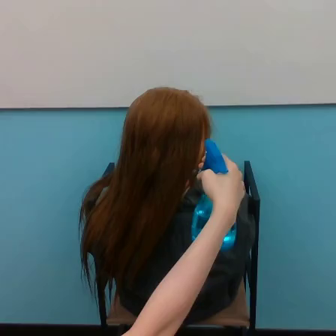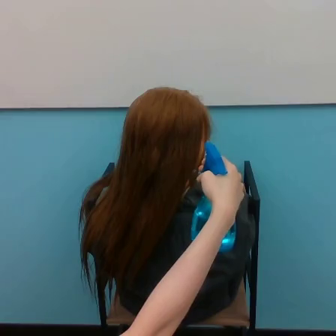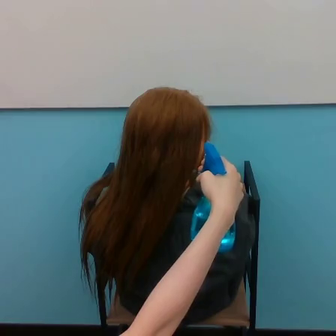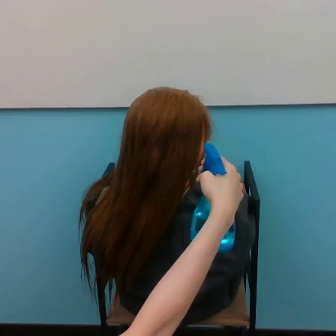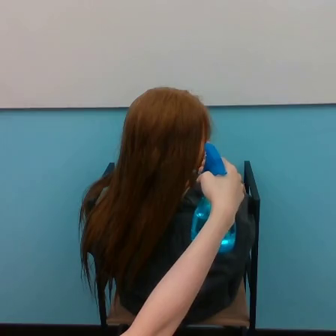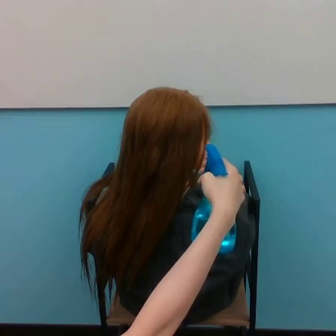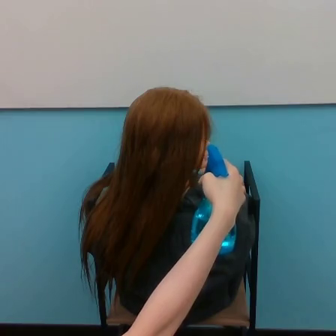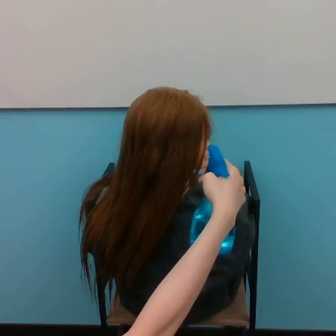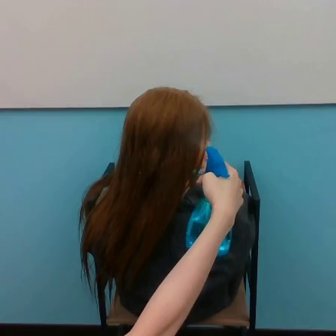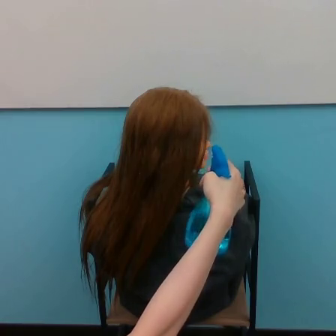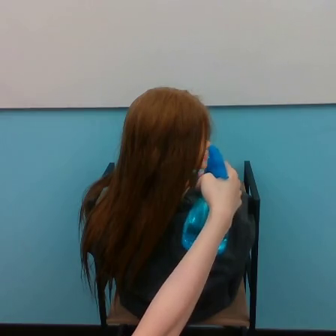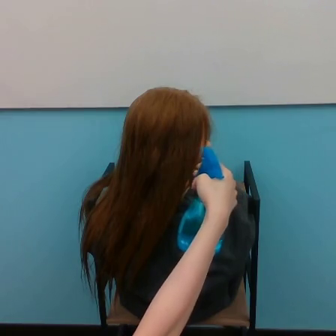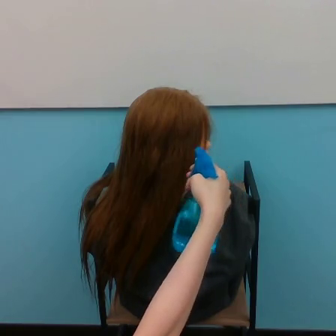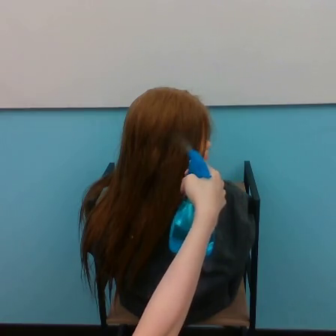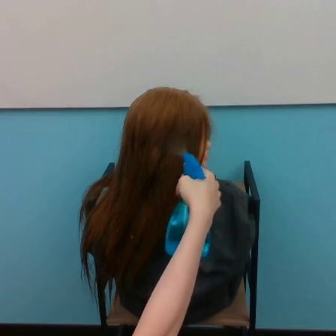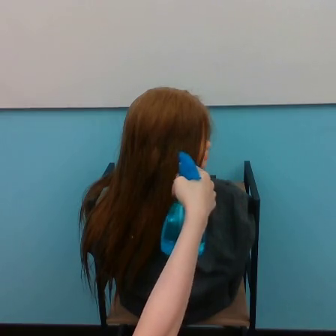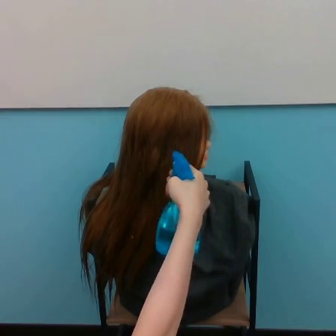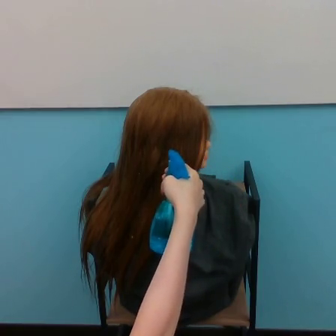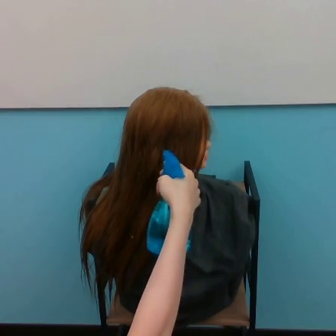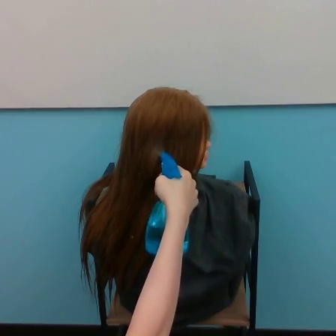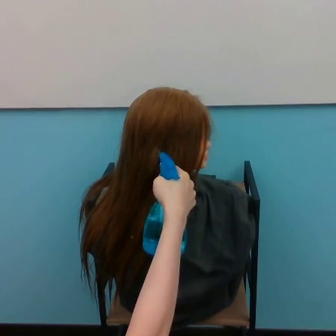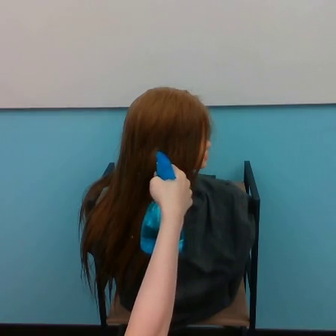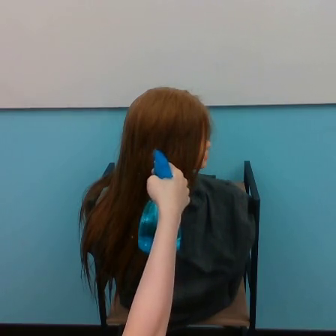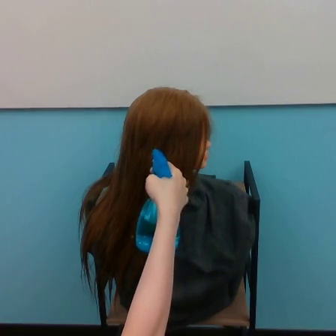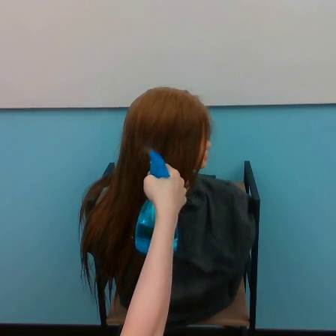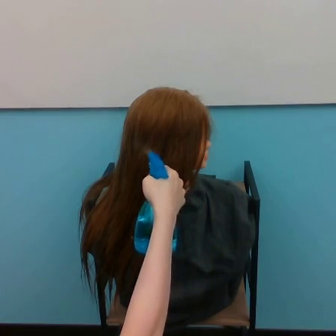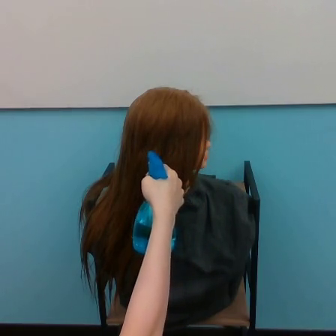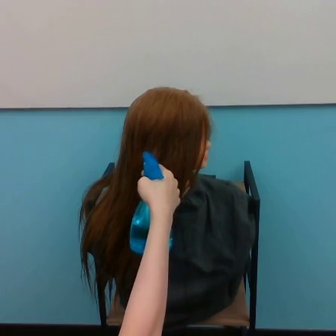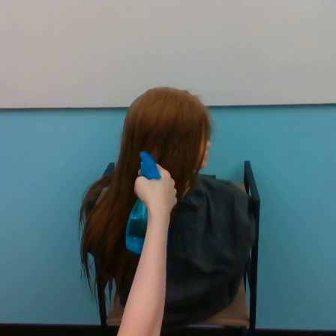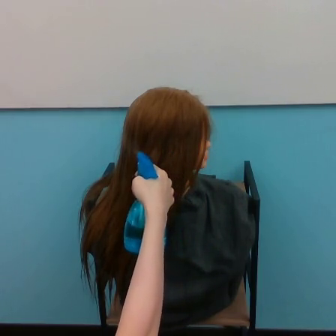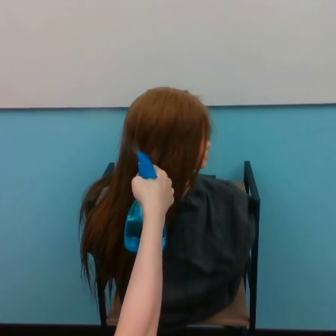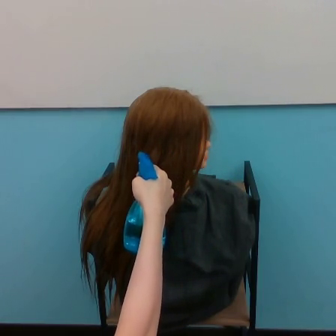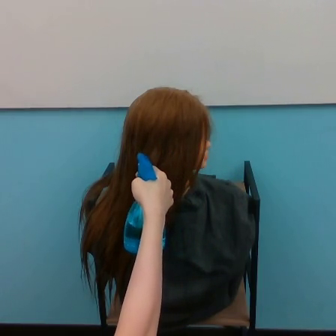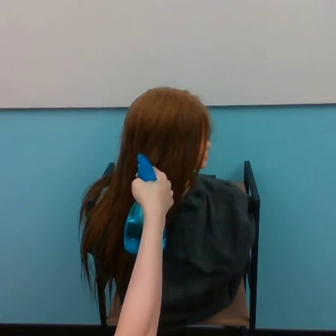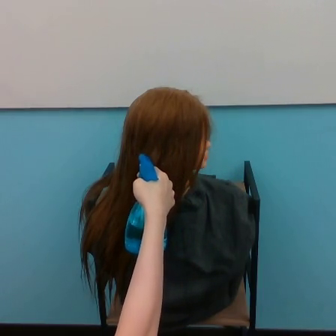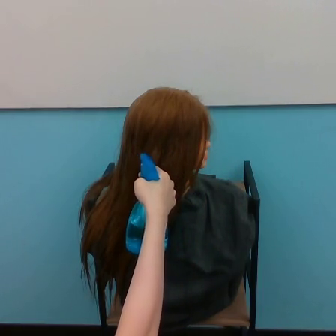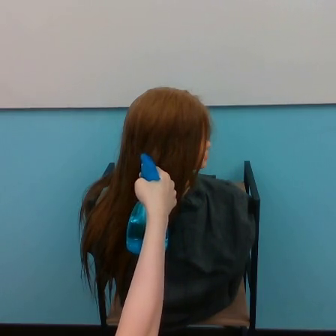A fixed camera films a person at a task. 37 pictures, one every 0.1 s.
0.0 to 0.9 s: The hand moves only a little.
0.9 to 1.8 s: The hand goes to the left.
1.8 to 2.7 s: The hand goes to the left.
2.7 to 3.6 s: The hand moves only a little.
Task: spray water on hair.
Motion: move to the left.
